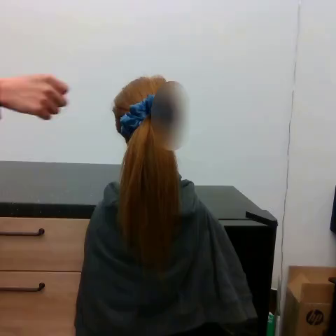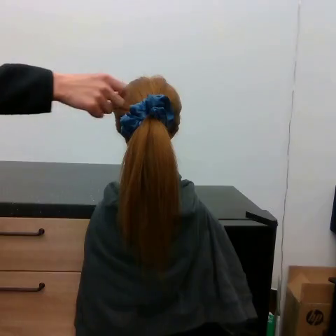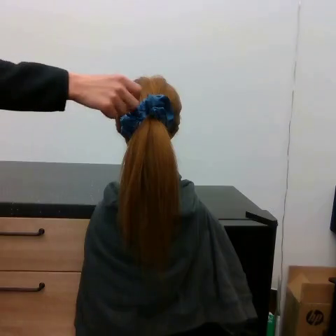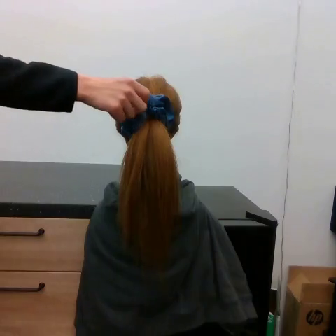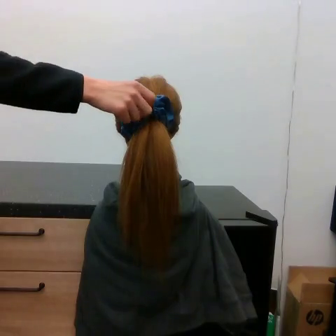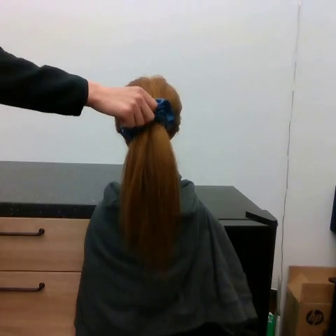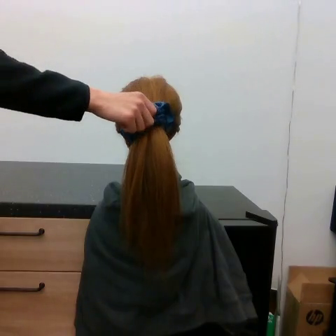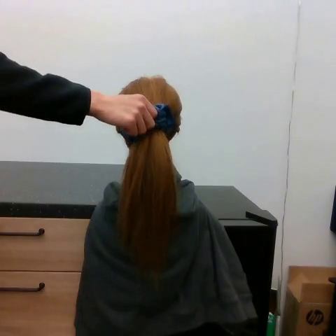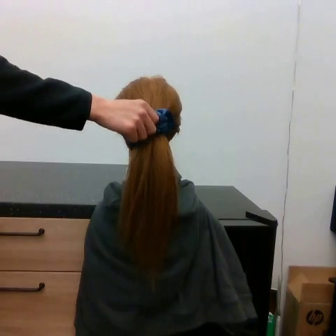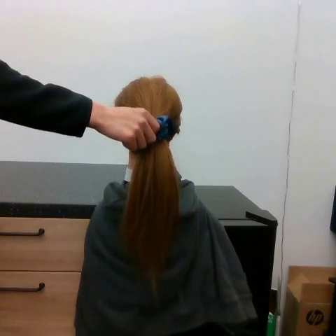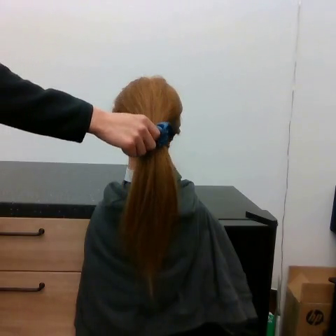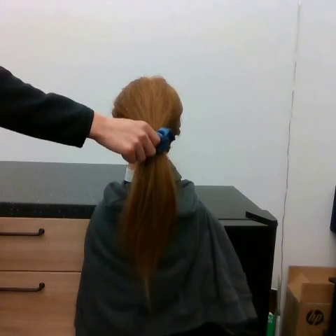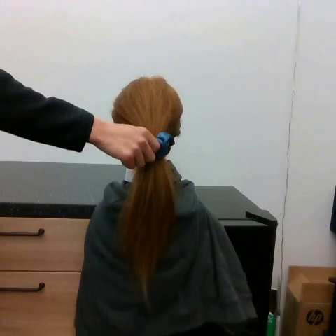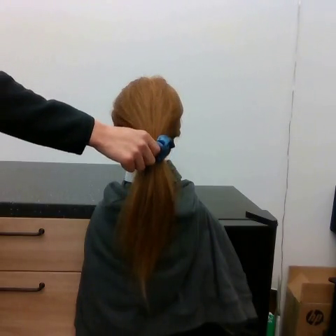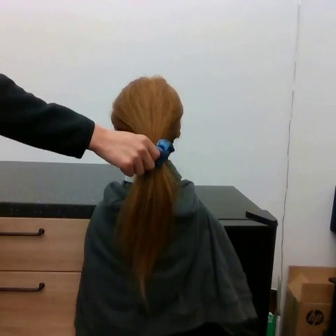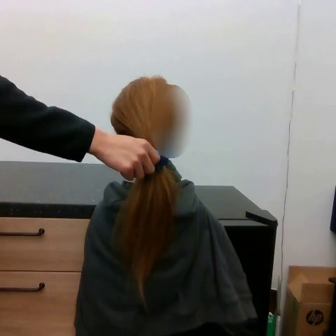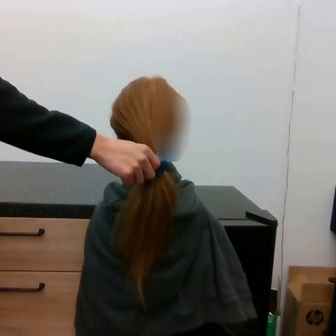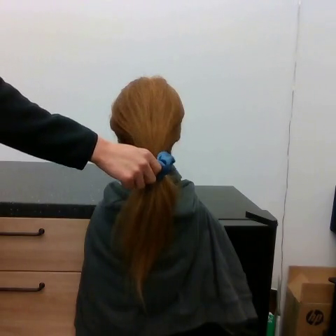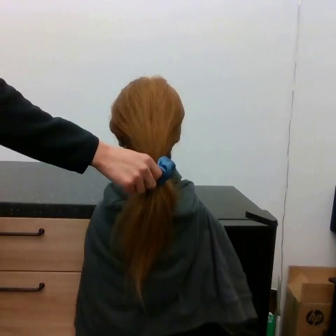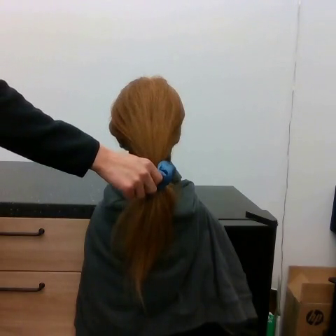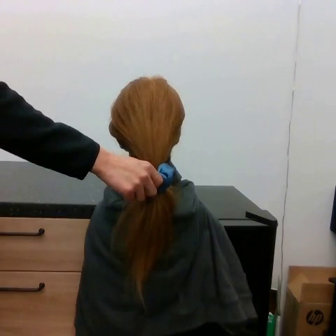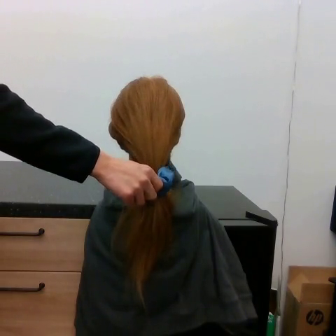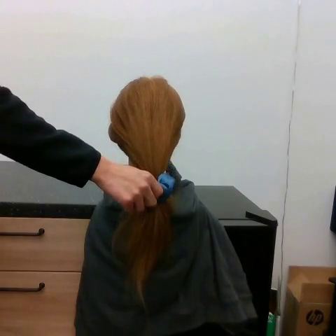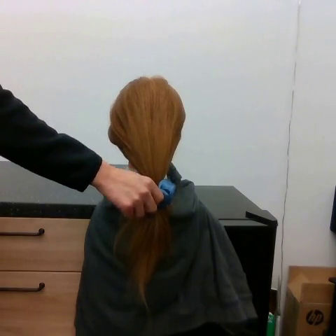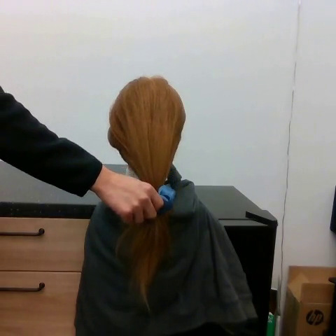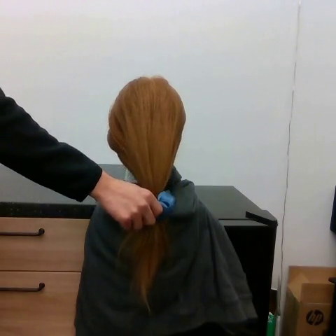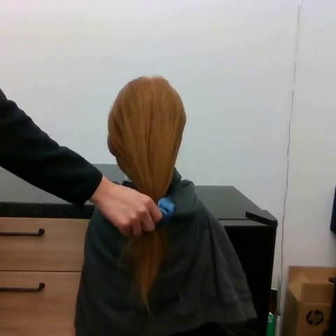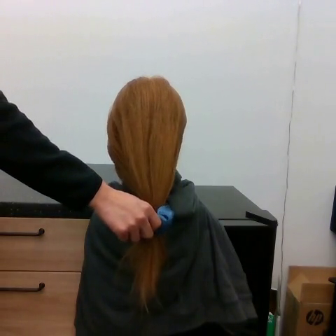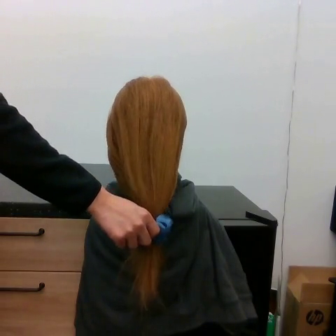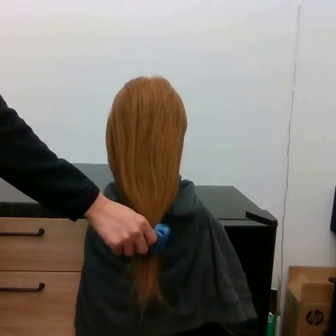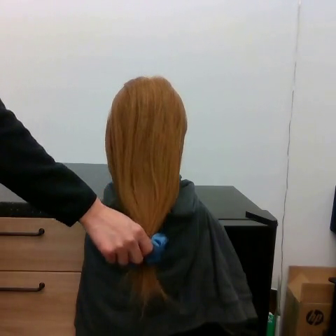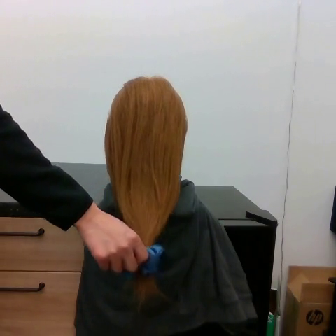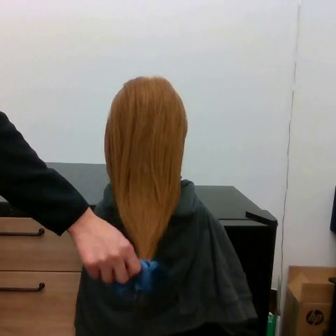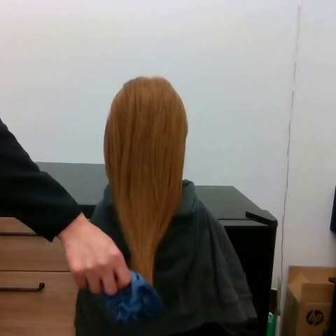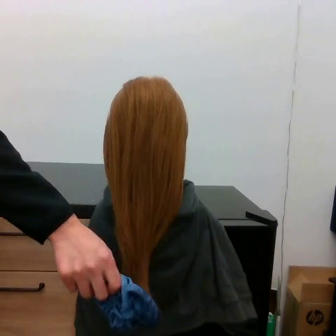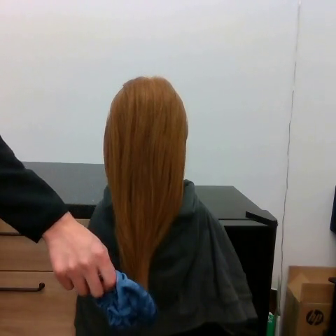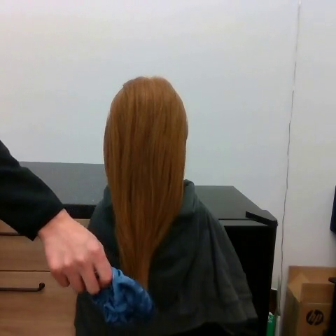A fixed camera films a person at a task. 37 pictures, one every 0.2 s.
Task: remove hair tie.
Motion: move to the right, then move downward.
0.0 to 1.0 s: The hand goes to the right.
1.0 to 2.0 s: The hand goes downward.
2.0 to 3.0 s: The hand goes downward.
3.0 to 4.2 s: The hand goes downward.
4.2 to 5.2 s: The hand goes downward.
5.2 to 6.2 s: The hand goes downward and to the left.
6.2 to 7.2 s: The hand goes to the left and downward.
